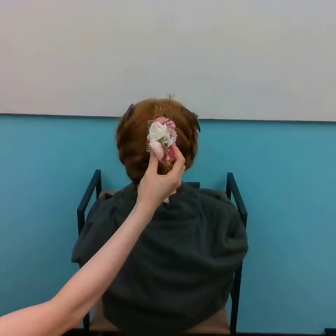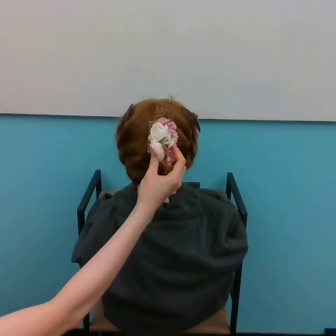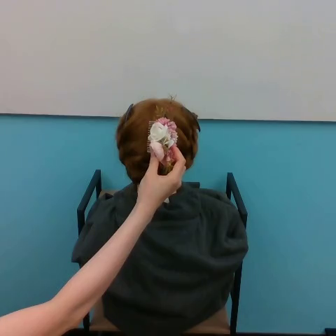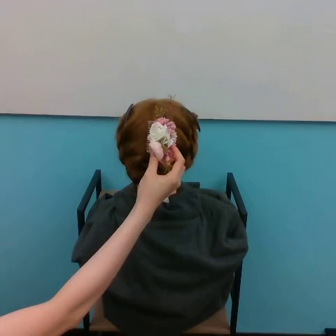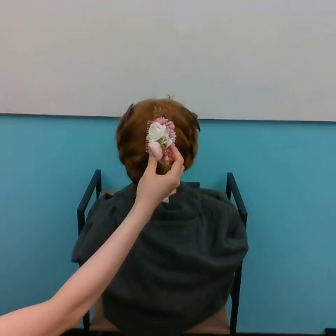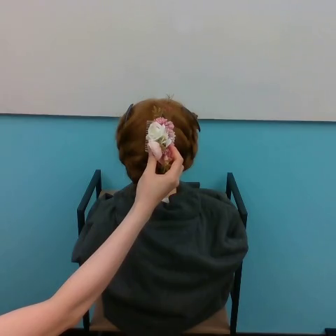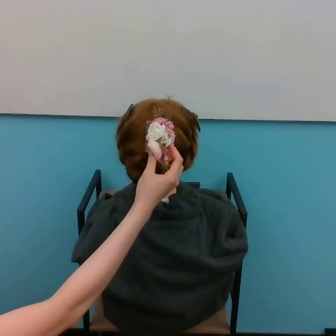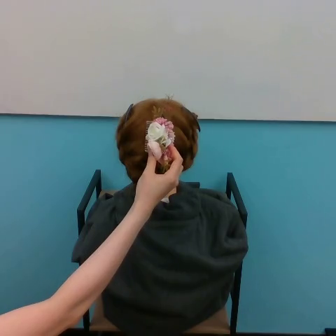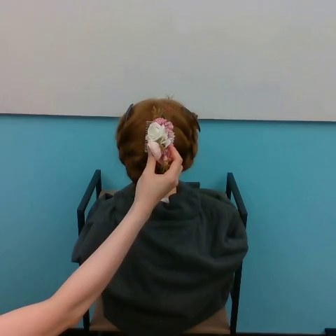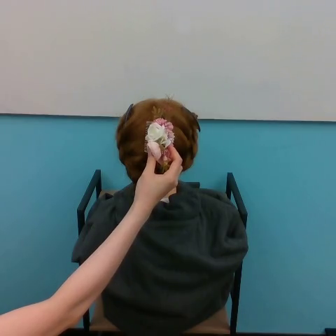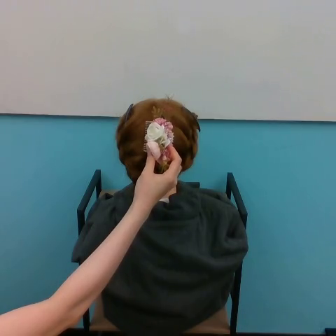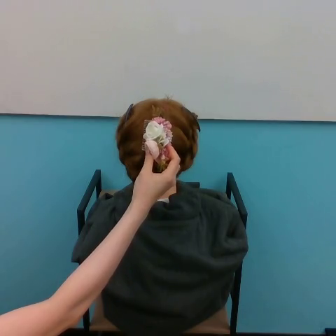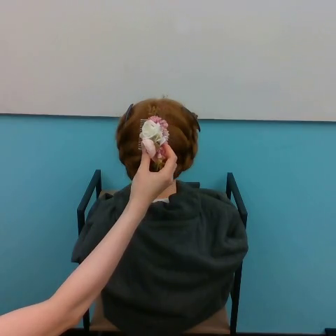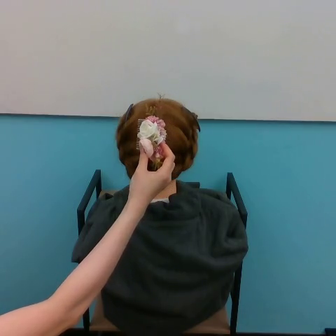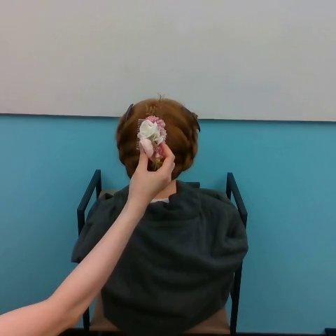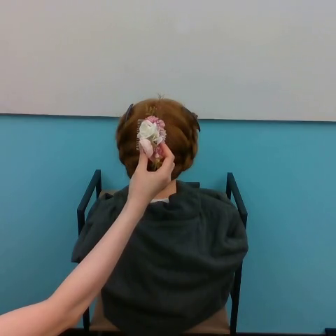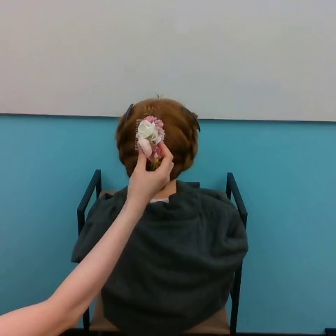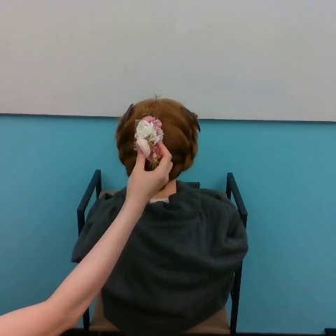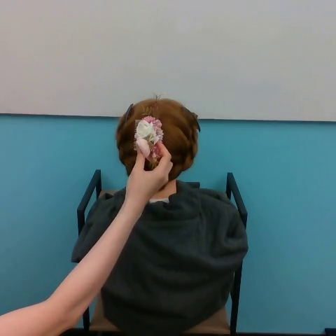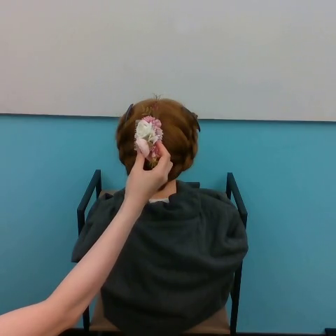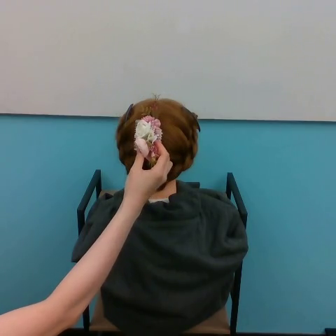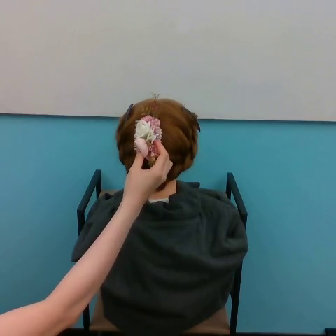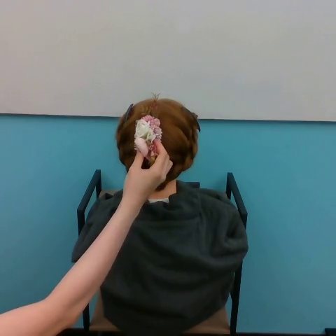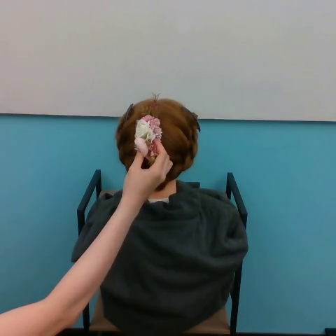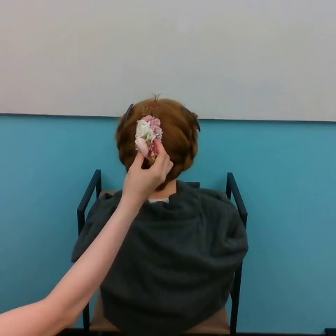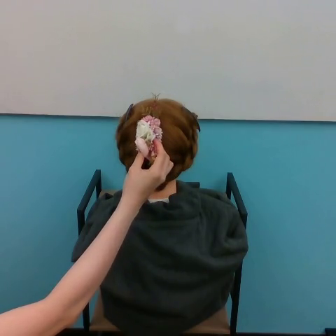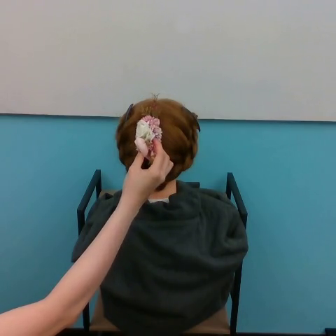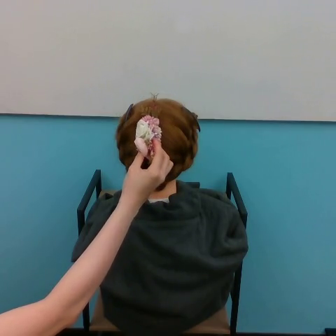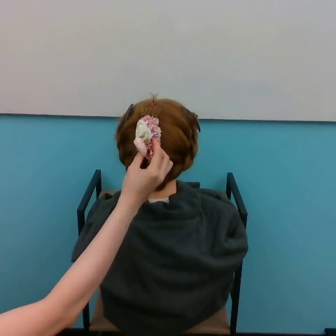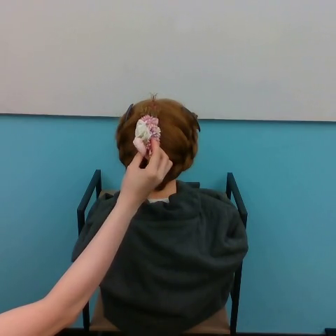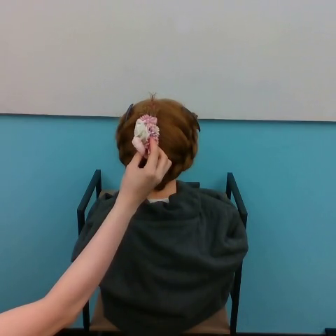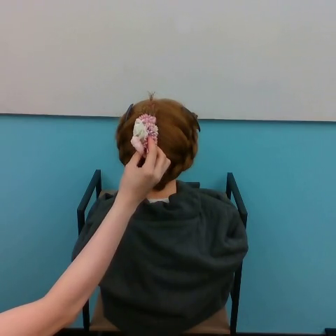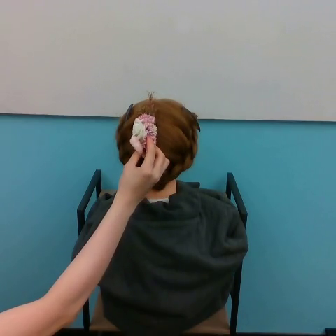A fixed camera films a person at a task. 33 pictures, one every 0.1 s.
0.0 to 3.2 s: The hand goes to the left.
Task: tuck flower in hair.
